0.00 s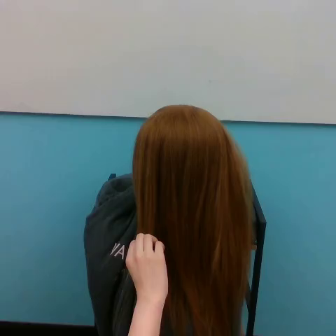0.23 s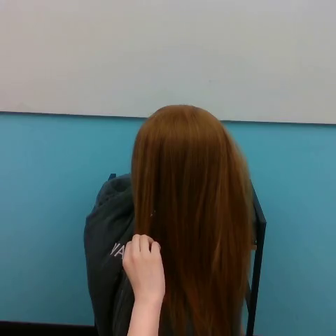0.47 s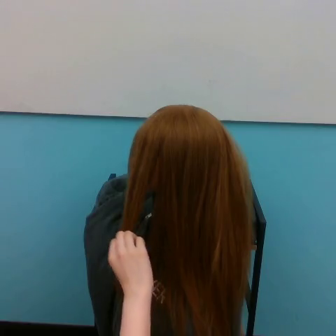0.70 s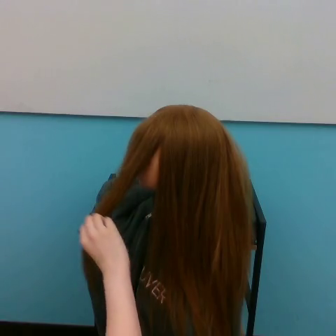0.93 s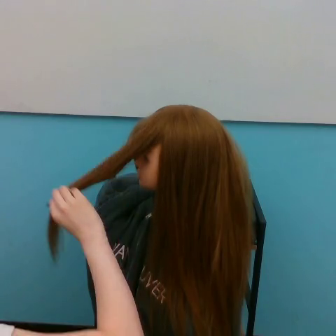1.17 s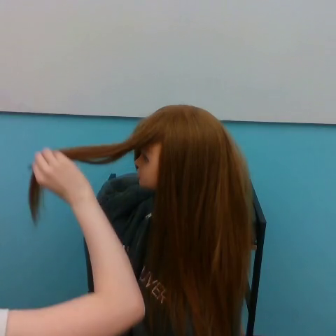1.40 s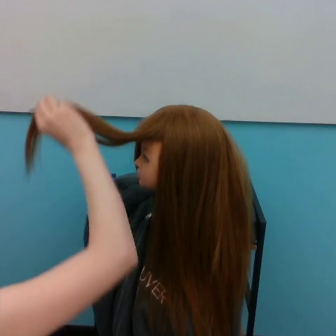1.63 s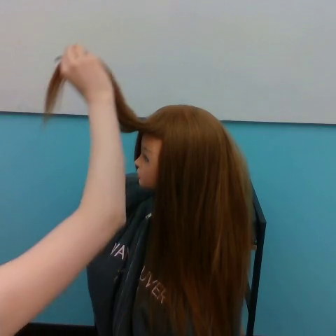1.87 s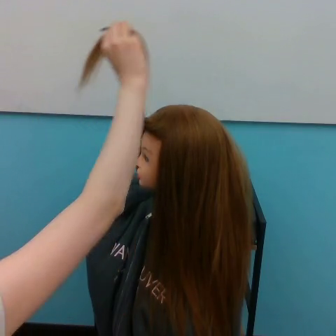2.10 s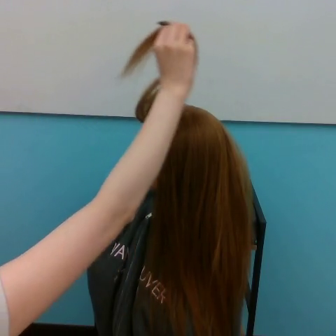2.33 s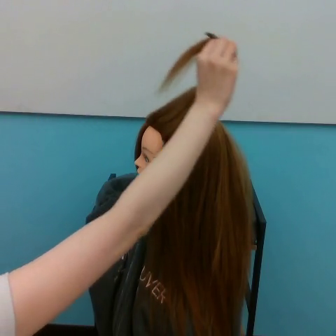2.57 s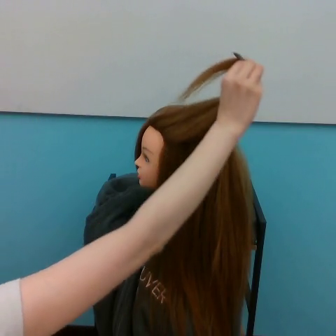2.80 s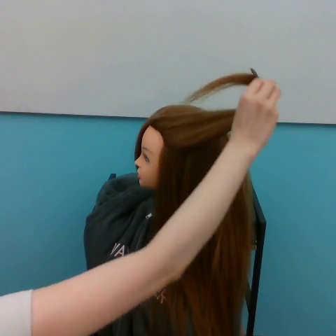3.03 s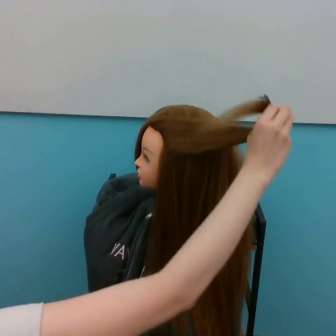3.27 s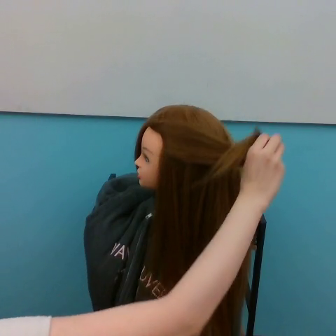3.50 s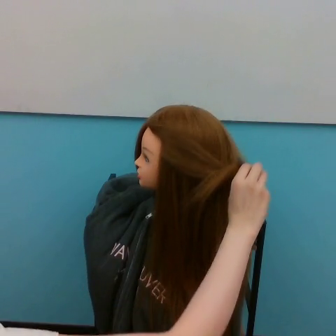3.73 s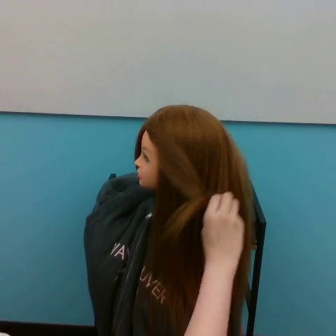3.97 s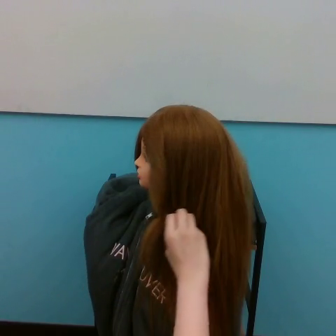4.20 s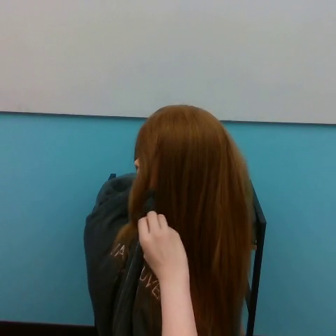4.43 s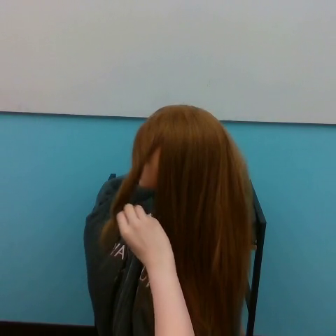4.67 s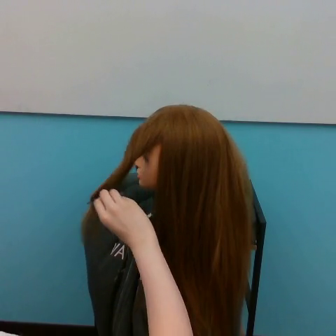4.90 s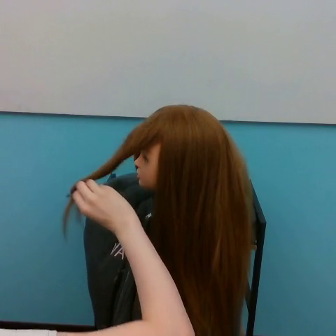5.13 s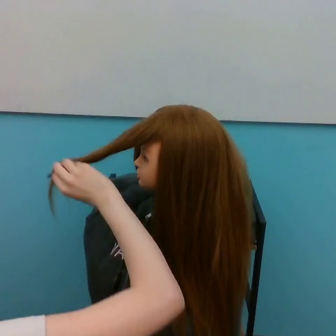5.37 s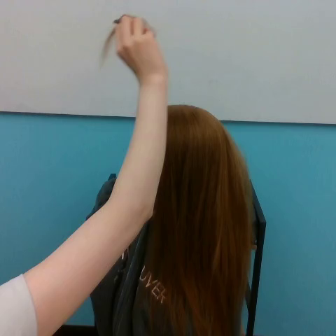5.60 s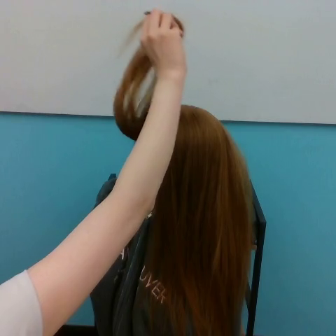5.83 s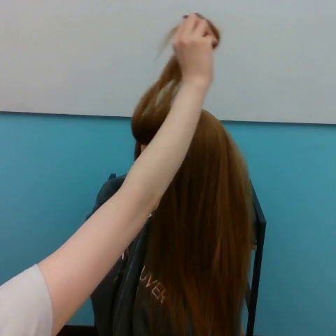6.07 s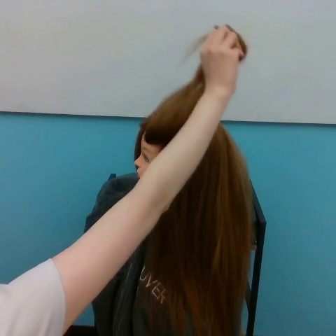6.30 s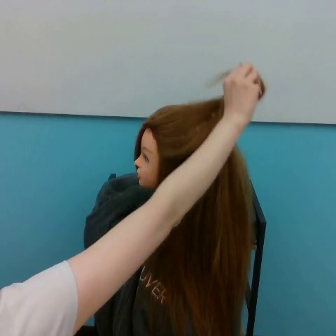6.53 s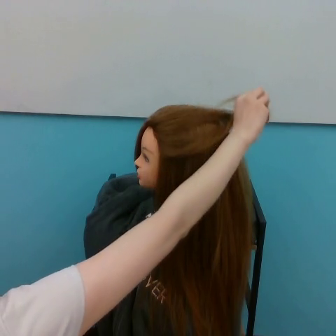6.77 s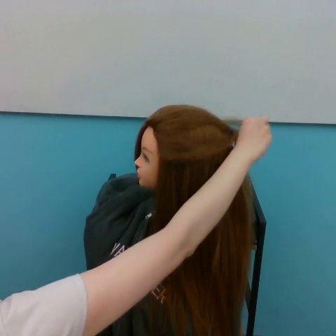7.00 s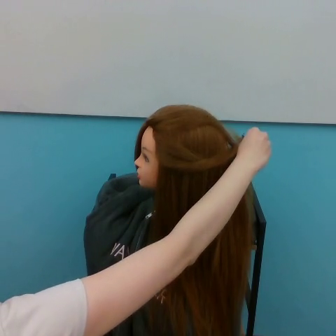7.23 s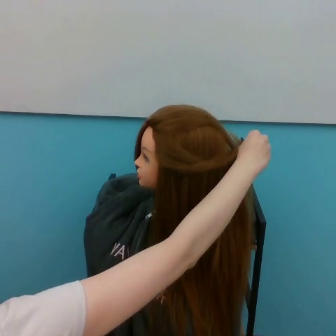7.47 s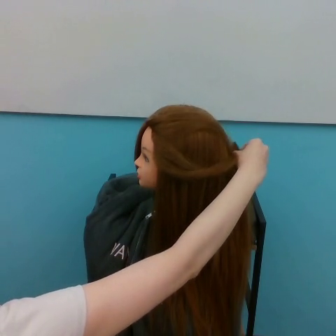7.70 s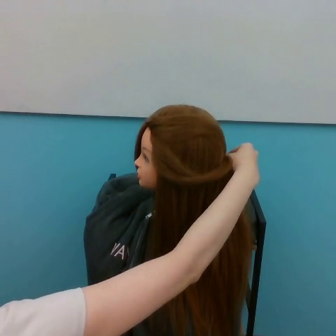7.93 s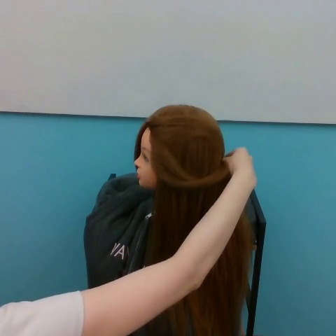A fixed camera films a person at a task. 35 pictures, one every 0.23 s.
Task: tidy side hair.
Motion: make 2 circular motions clockwise.
0.00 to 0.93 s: The hand goes to the left and upward.
0.93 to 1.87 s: The hand goes upward, on a clockwise arc.
1.87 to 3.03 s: The hand goes to the right and downward.
3.03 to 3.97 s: The hand goes downward and to the left.
3.97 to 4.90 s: The hand goes to the left.
4.90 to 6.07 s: The hand goes upward and to the right.
6.07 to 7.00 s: The hand goes downward.
7.00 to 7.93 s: The hand goes downward and to the left.
In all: It circles clockwise, turning through about 630 degrees.
